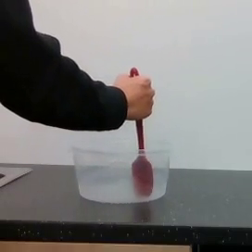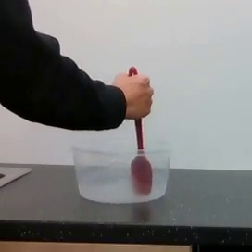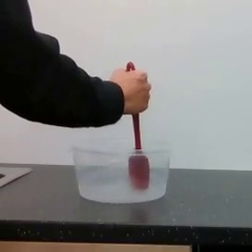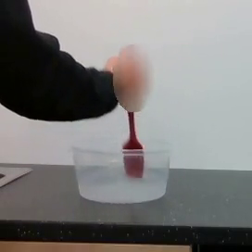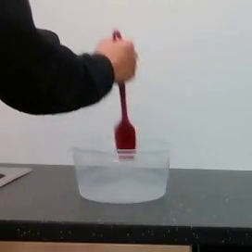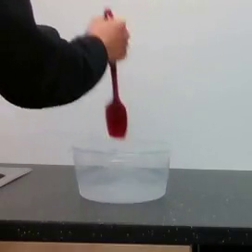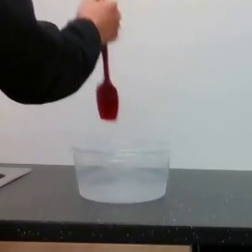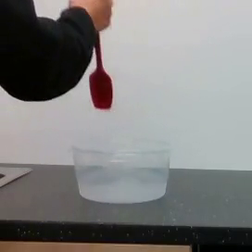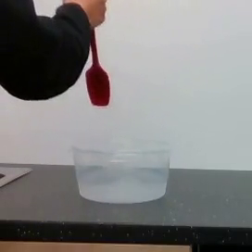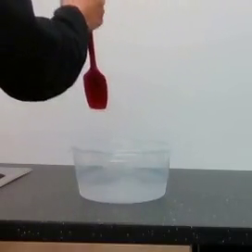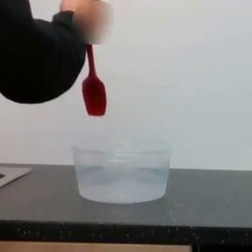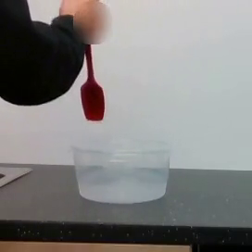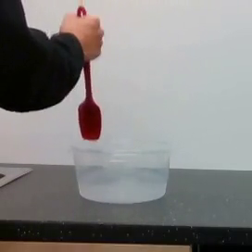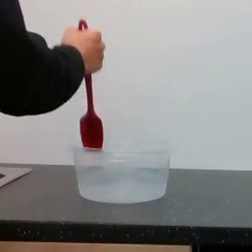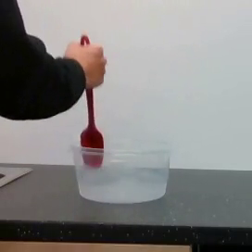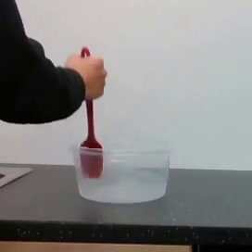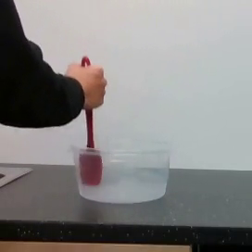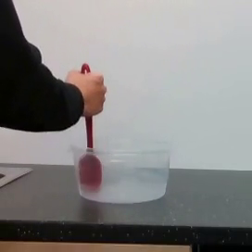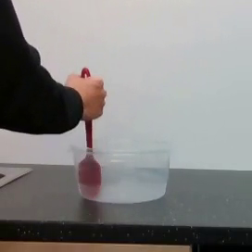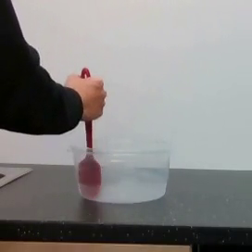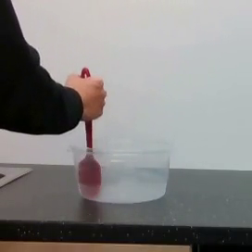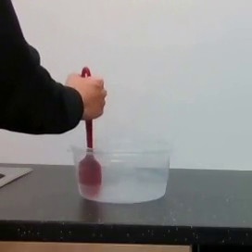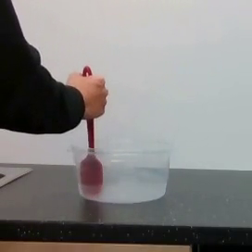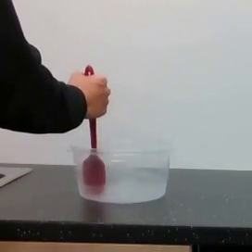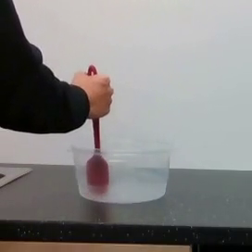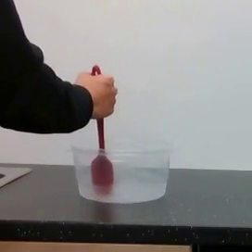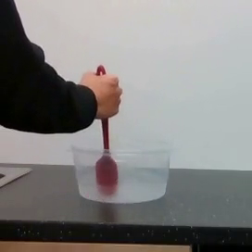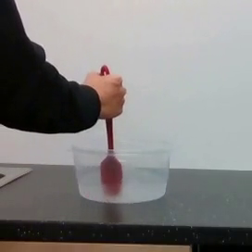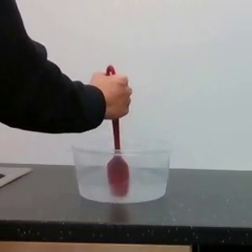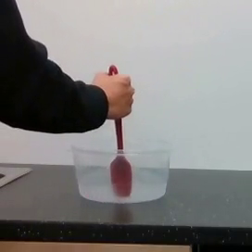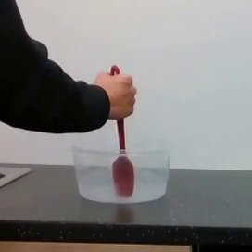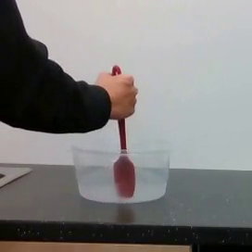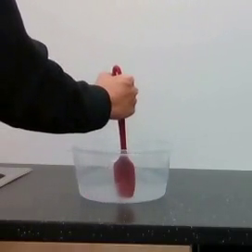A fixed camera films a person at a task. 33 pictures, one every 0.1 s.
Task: stir.
0.0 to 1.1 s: The hand goes upward and to the left.
1.1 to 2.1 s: The hand goes downward.
2.1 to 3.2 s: The hand goes to the right.
